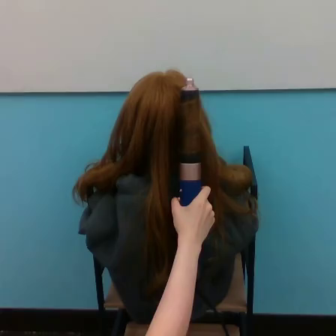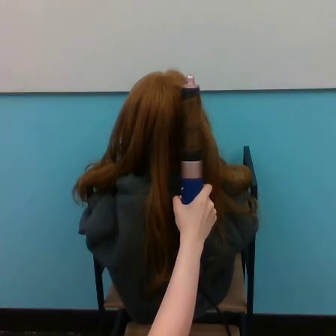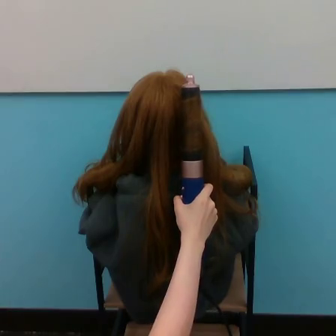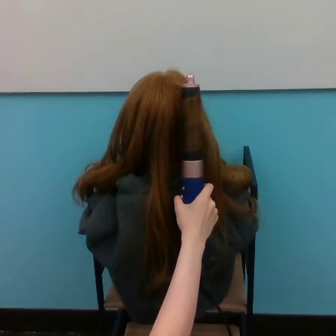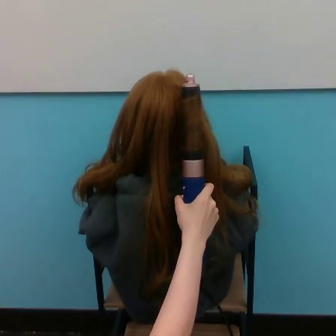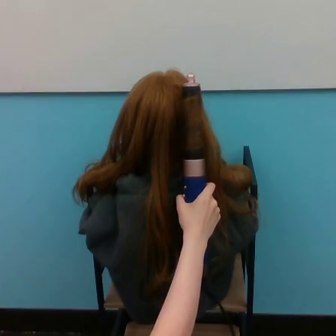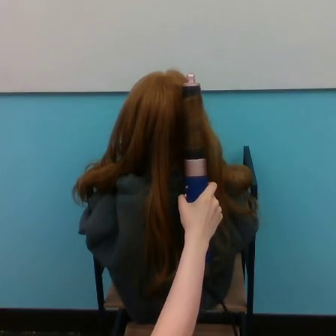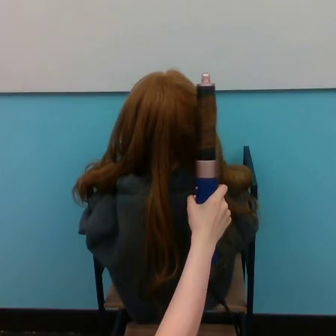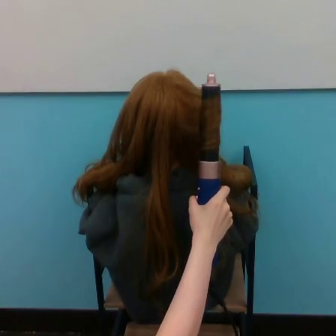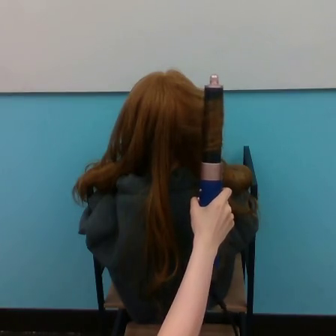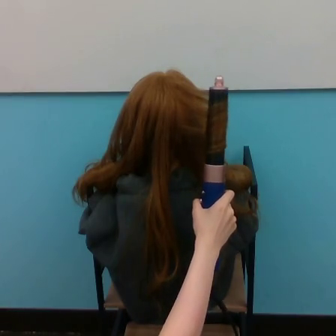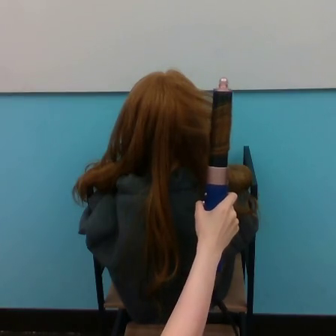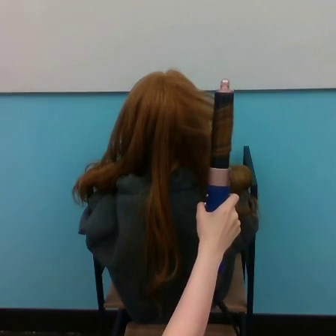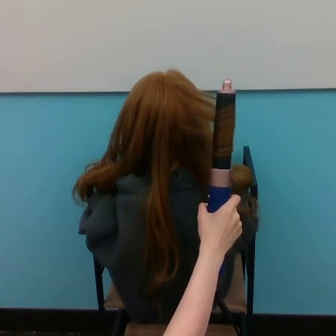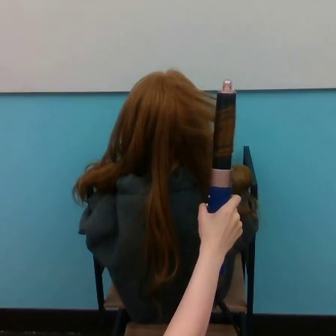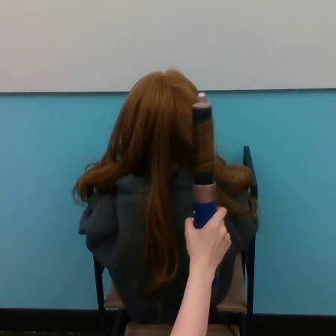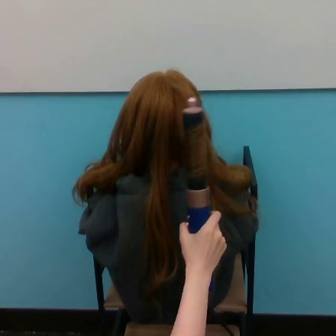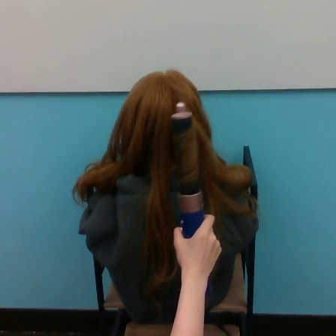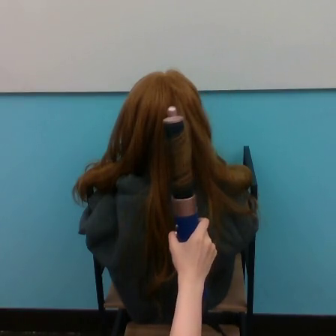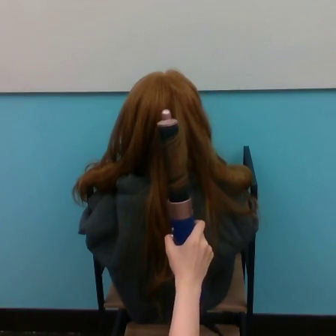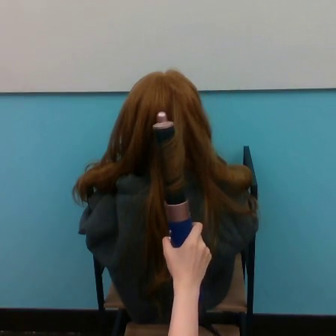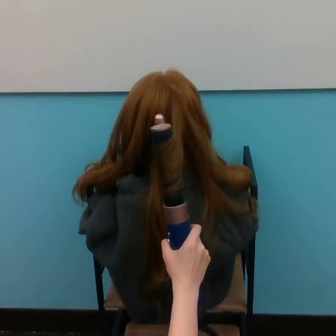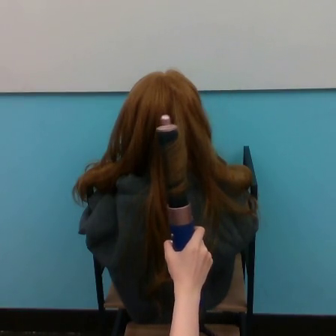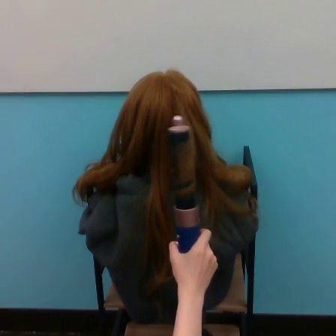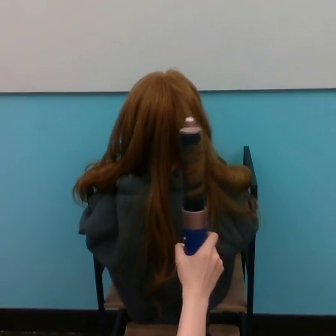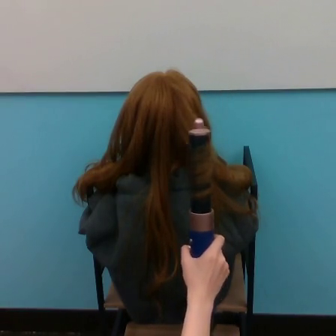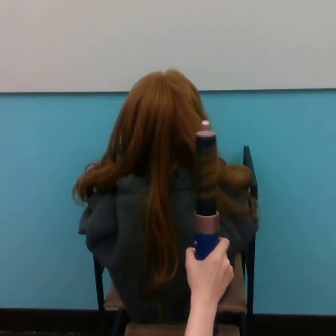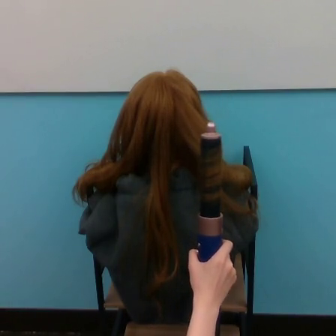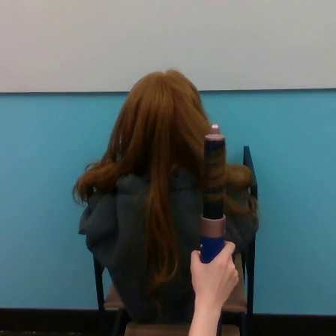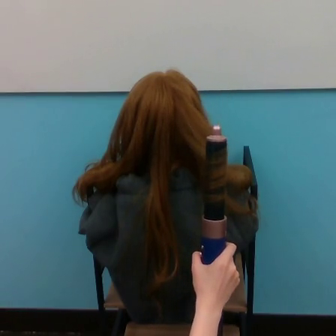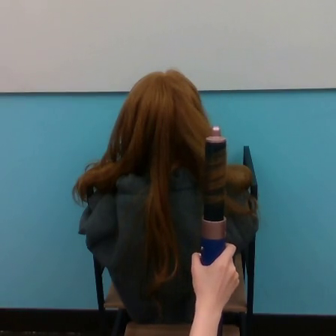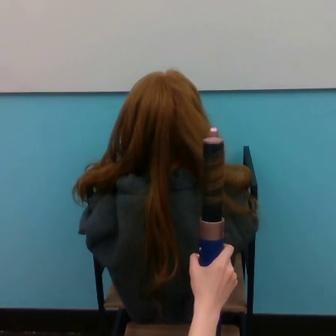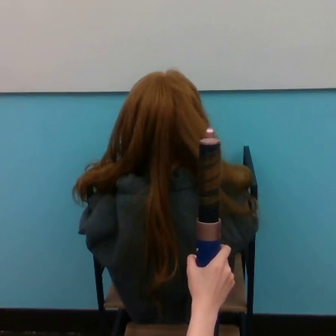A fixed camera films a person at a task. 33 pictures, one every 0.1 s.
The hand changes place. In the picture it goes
downward.
0.0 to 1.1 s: The hand goes to the right.
1.1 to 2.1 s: The hand goes downward and to the left.
2.1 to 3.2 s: The hand goes to the right and downward.
Task: curl hair.
